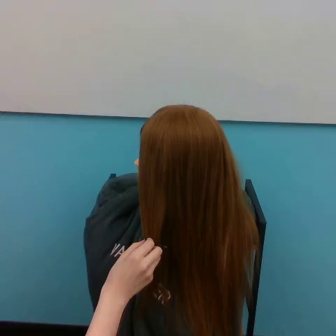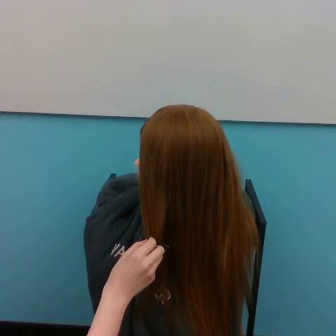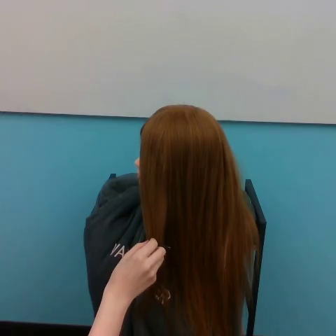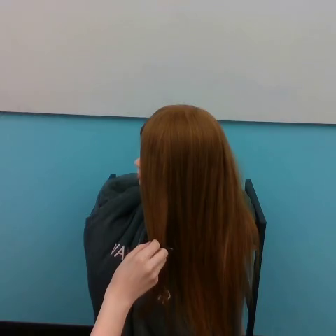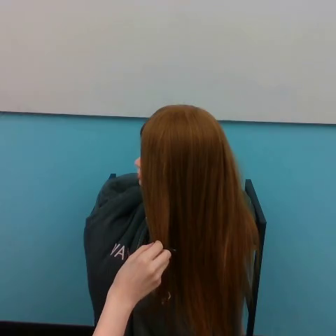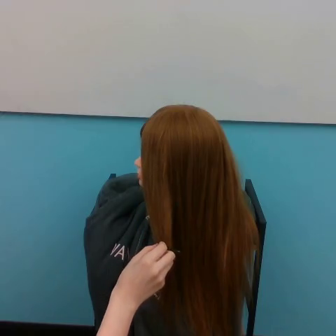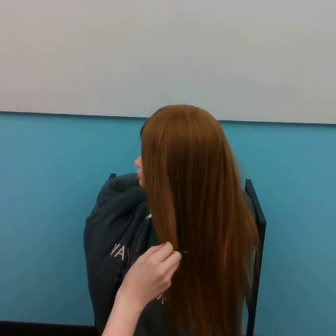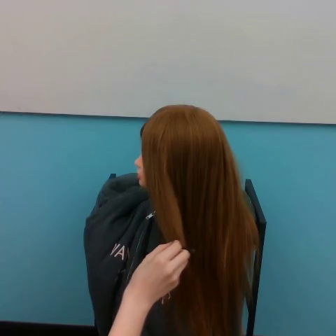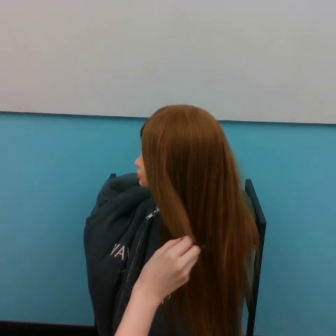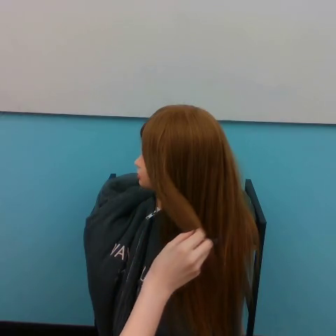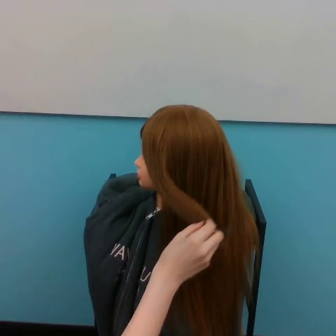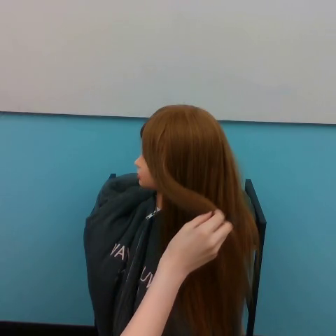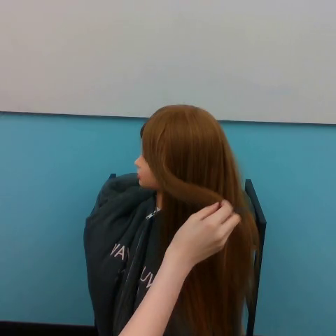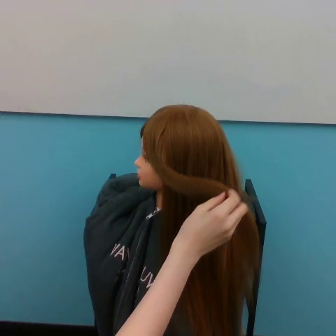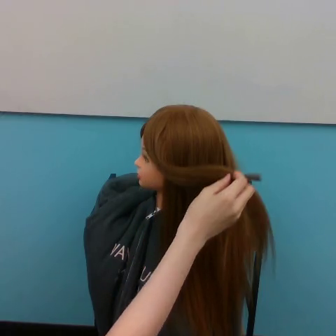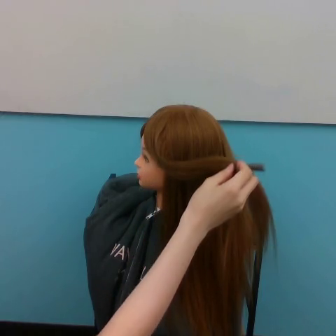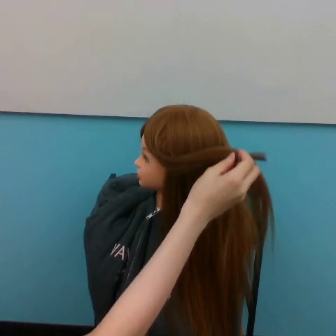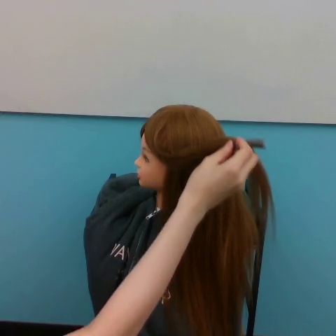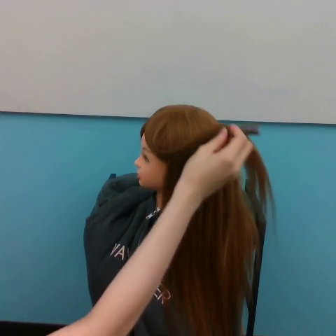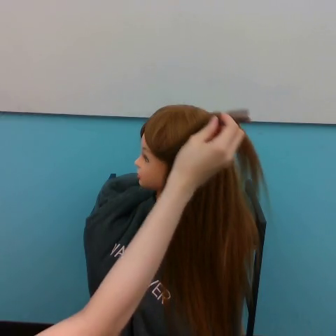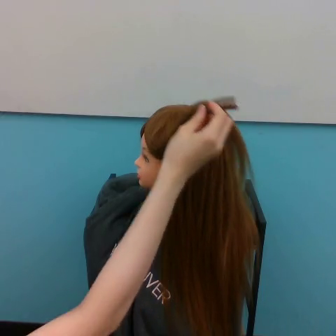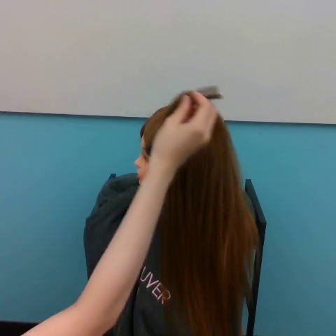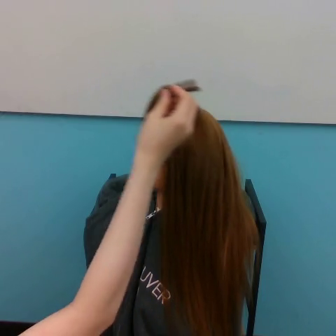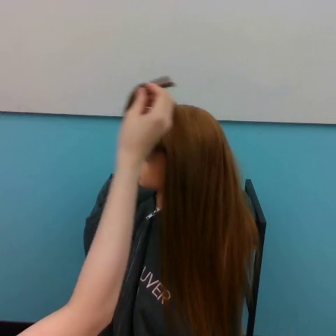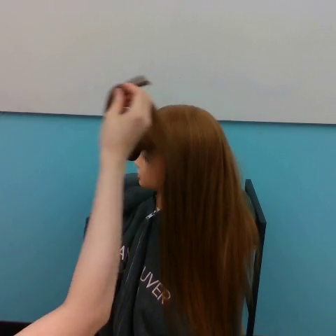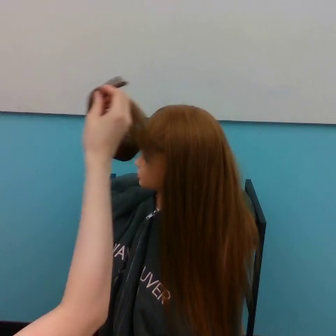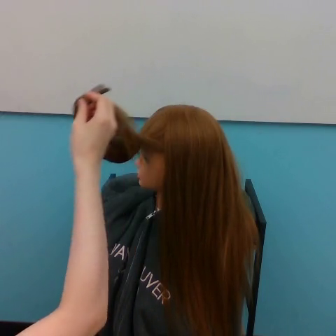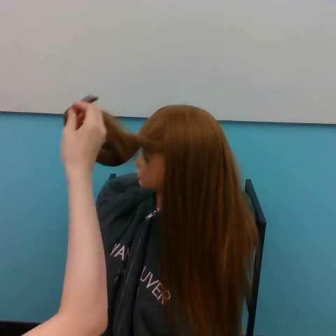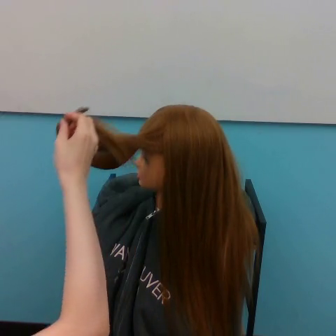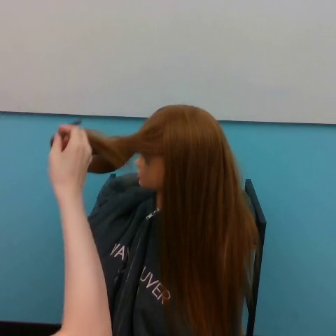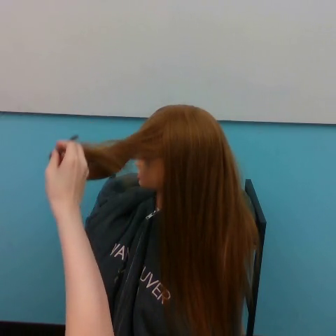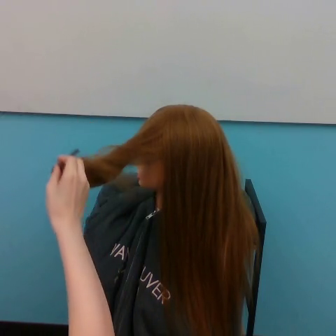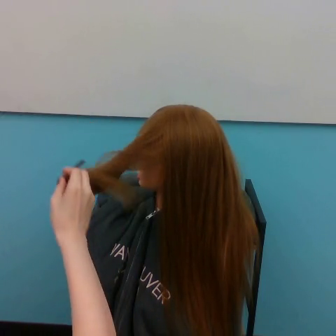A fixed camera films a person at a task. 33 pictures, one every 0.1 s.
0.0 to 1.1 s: The hand goes to the right and upward.
1.1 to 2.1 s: The hand goes upward.
2.1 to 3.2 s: The hand goes to the left and downward, on a counterclockwise arc.
In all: It circles counterclockwise, turning through about 270 degrees.
Task: tidy side hair.
